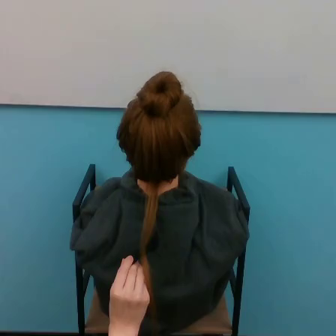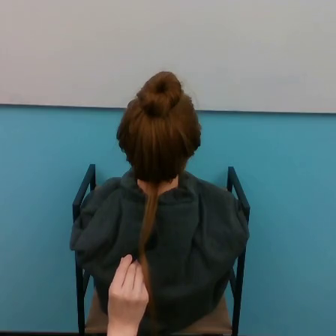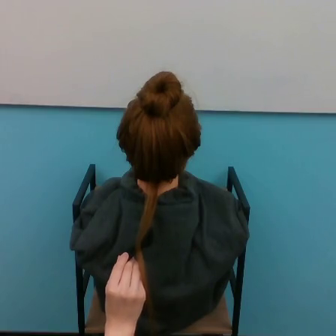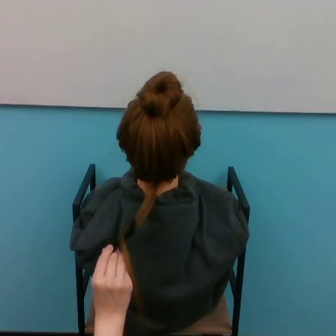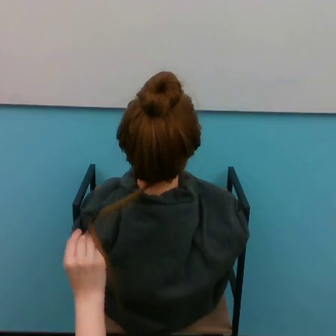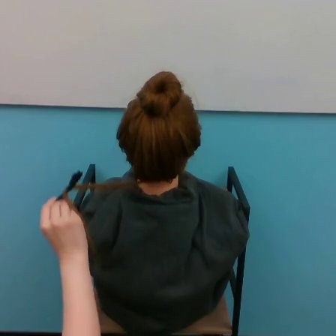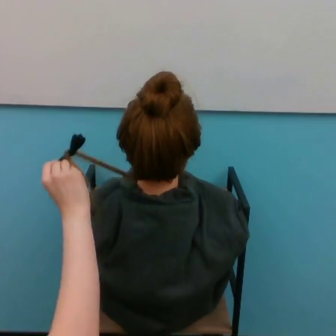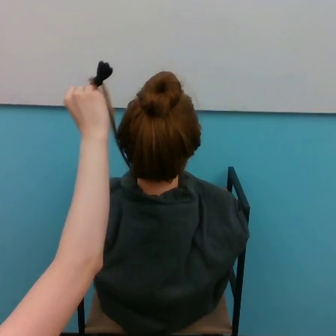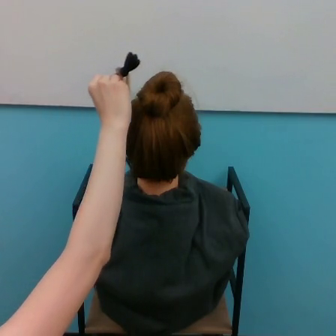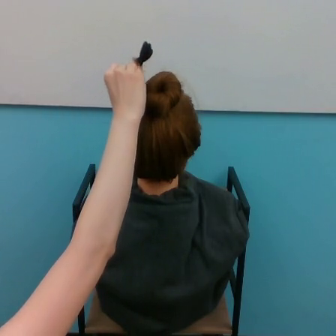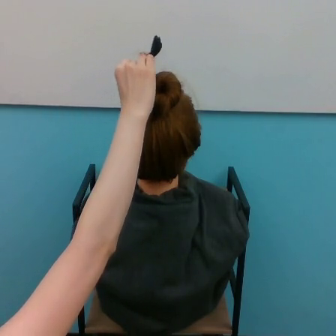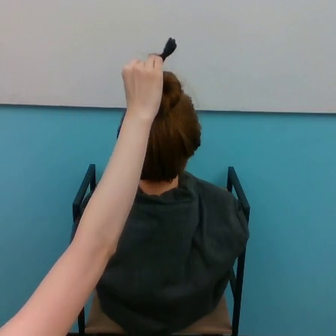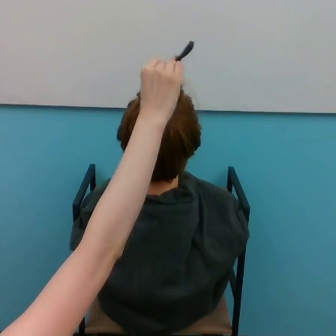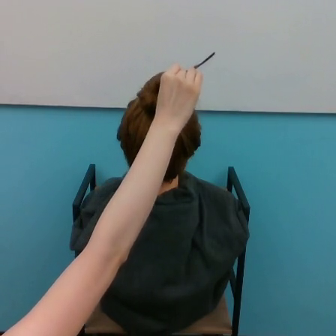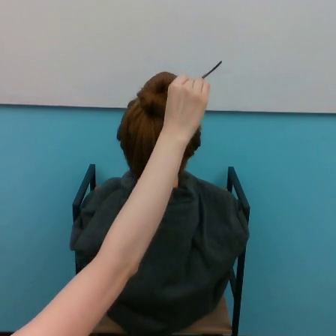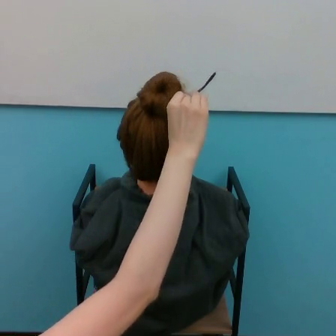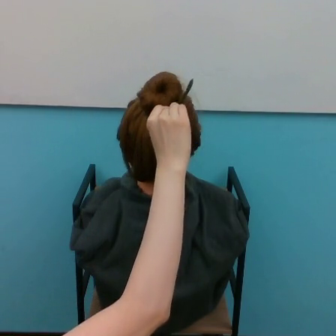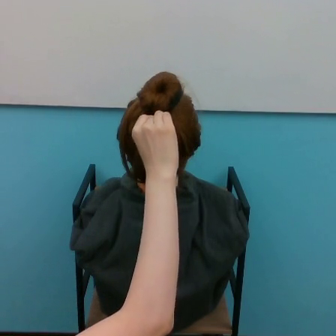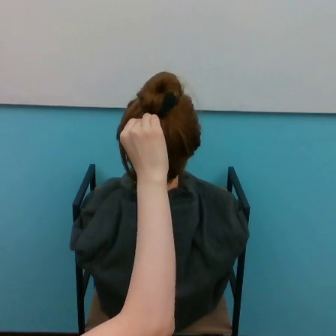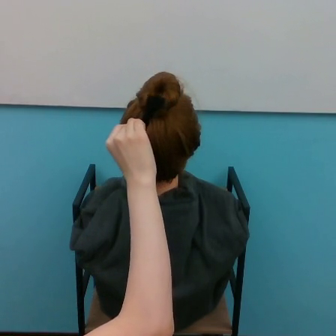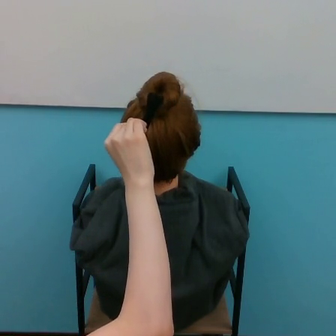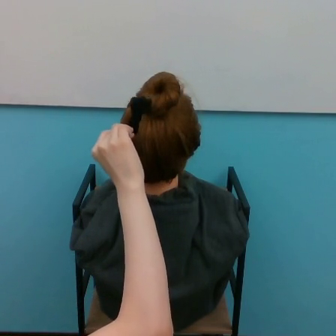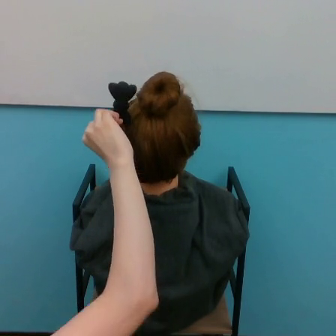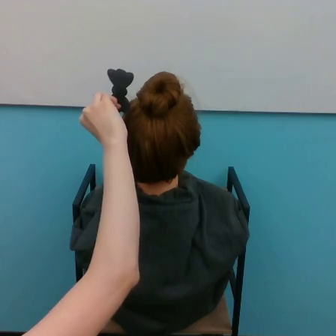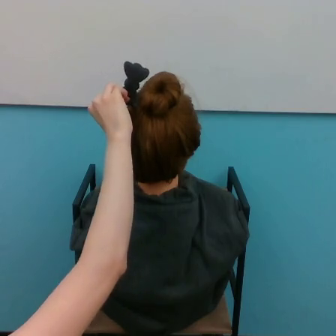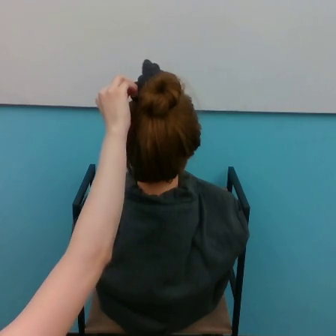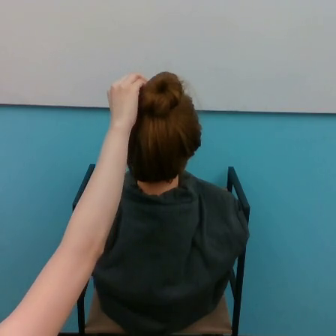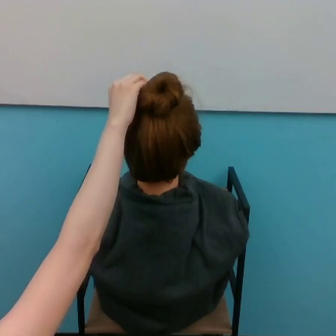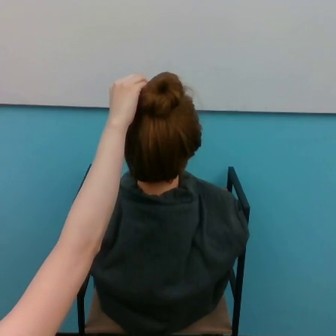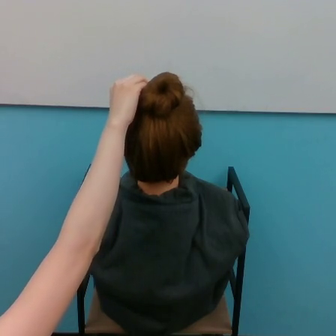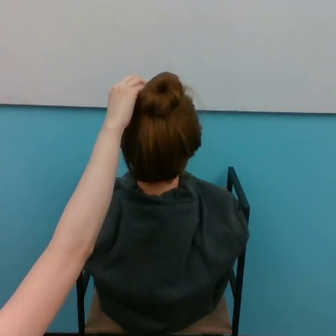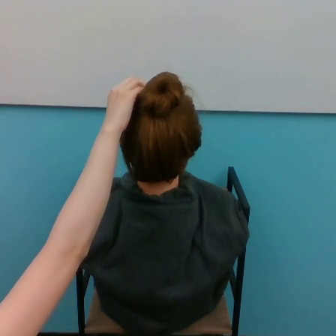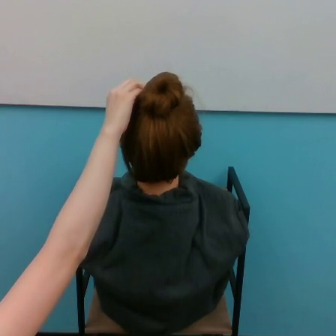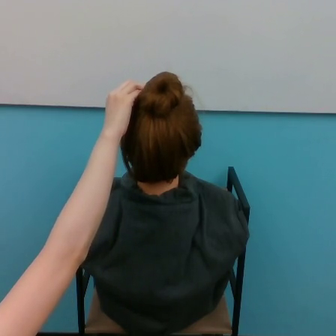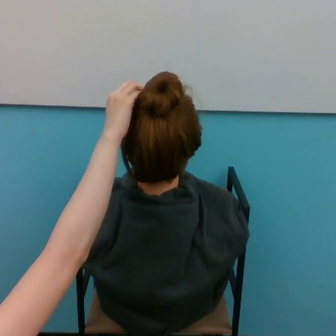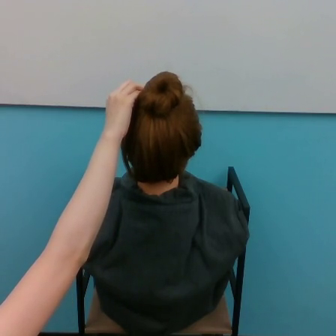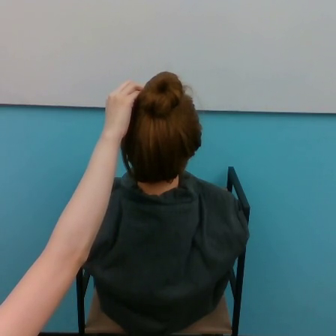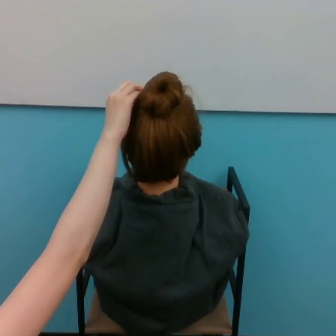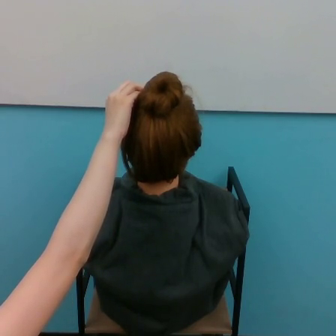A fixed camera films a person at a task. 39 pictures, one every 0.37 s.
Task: tidy back hair.
Motion: move upward, then make a circular motion clockwise.
0.00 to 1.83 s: The hand goes to the left and upward.
1.83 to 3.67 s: The hand goes upward and to the right.
3.67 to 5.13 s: The hand goes to the right and downward.
5.13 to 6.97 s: The hand goes to the left and downward.
6.97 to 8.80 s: The hand goes upward and to the left, on a clockwise arc.
8.80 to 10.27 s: The hand goes to the right and upward.
10.27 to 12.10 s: The hand moves only a little.
12.10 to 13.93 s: The hand stays where it is.
In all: It circles clockwise, turning through about 540 degrees.
